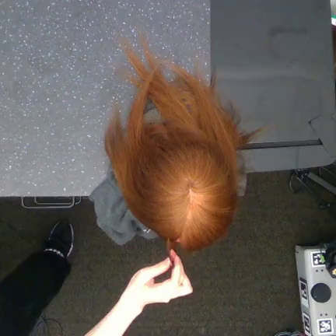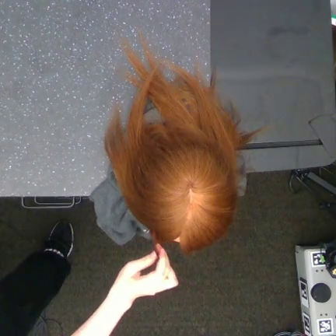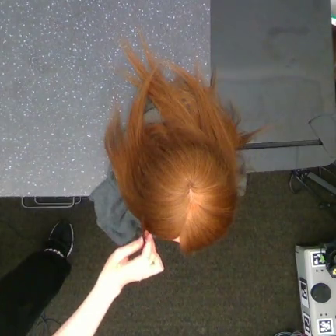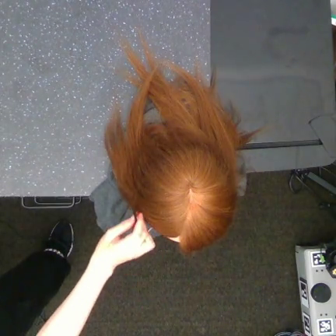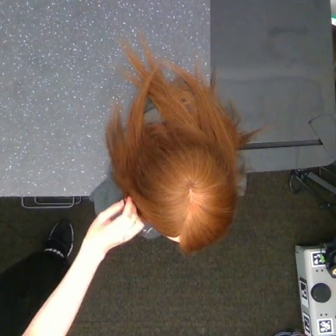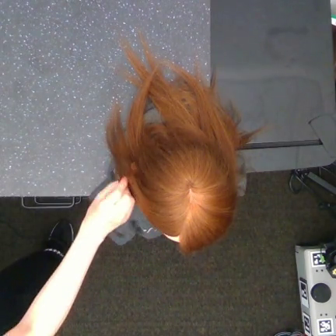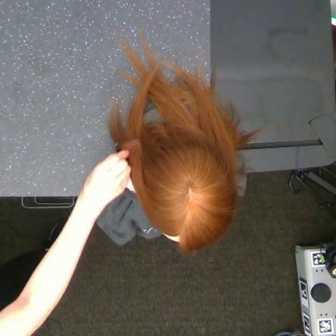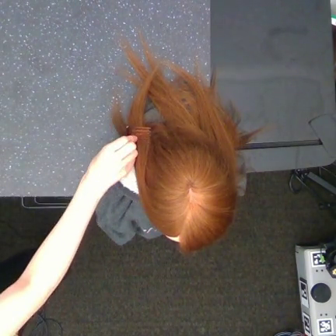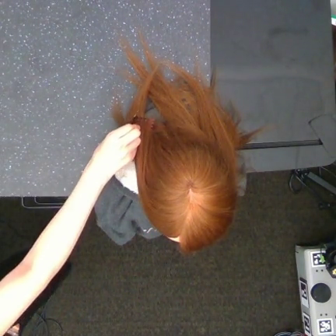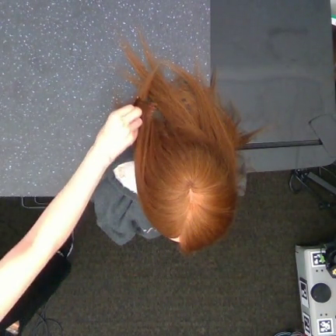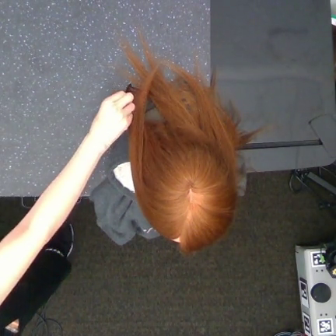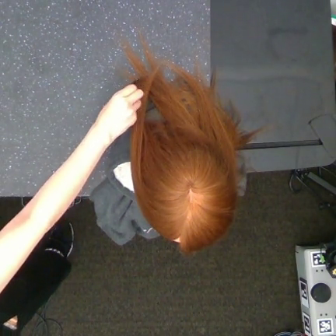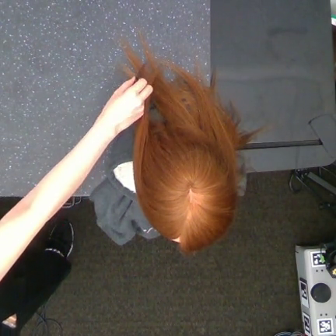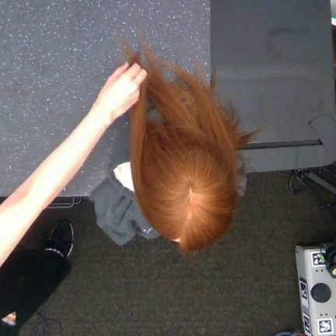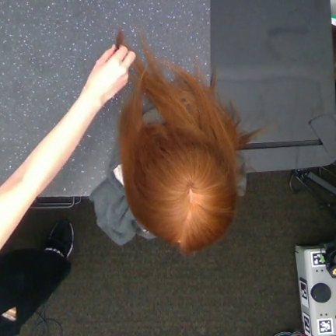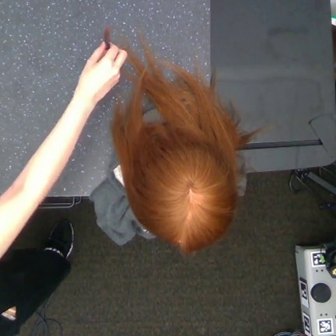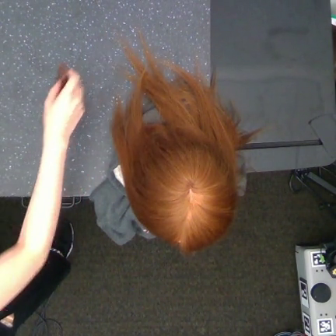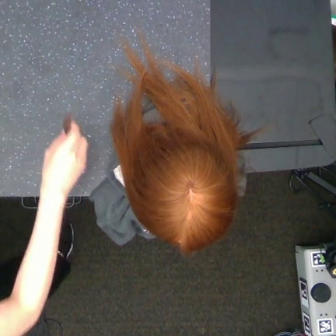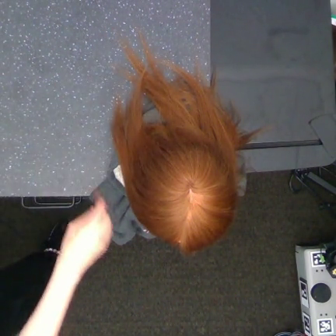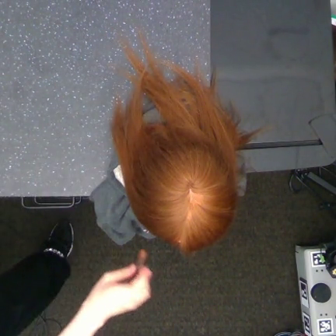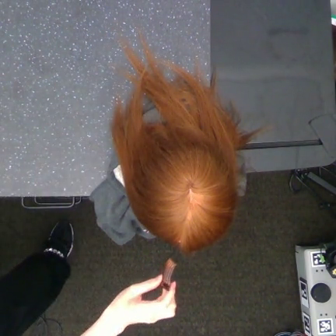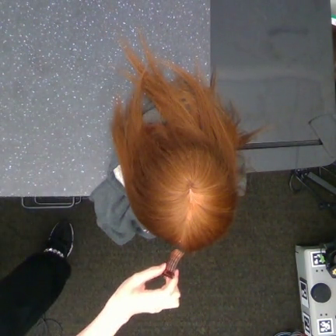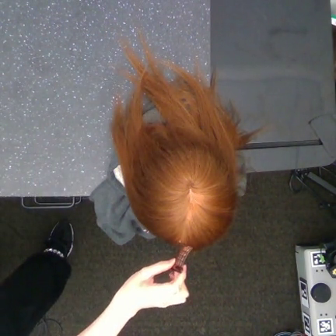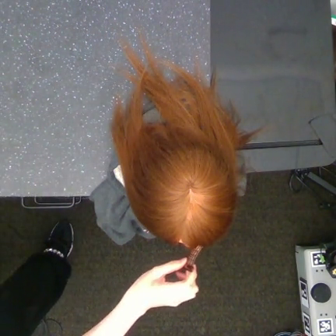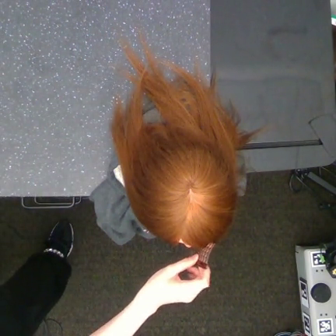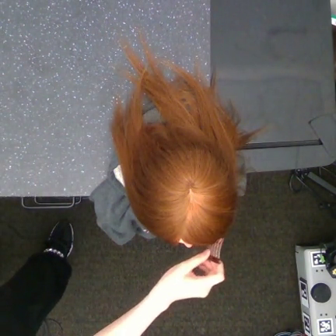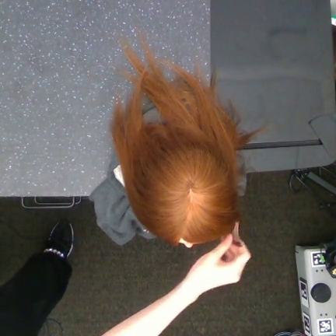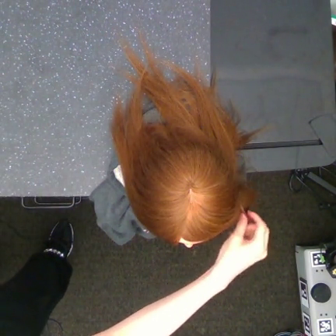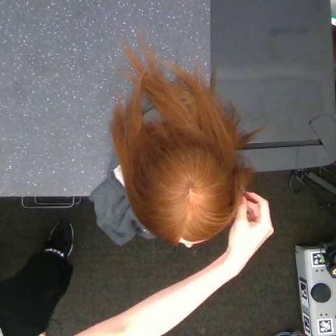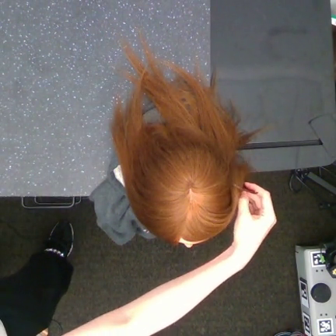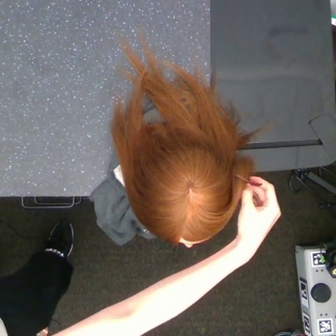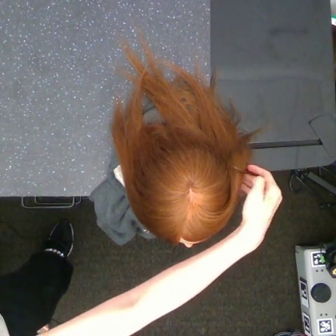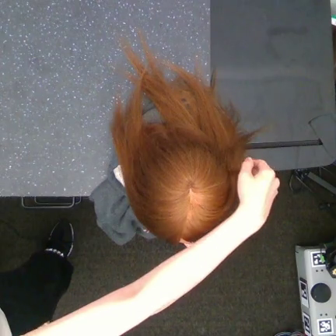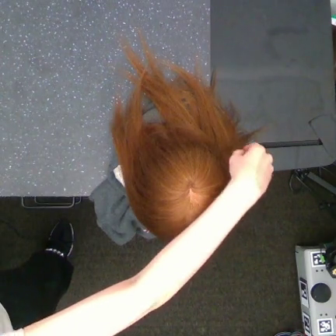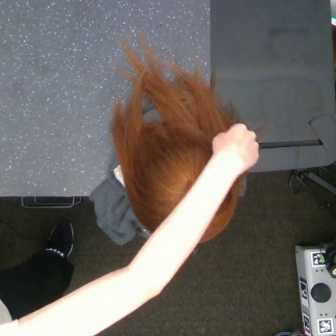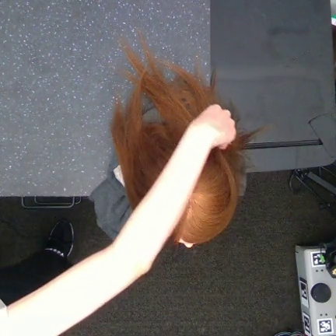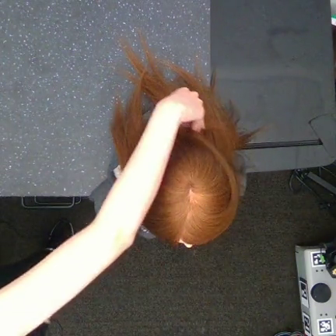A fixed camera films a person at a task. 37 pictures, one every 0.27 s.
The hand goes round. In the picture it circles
counterclockwise.
0.00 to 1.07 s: The hand goes upward and to the left.
1.07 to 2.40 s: The hand goes upward.
2.40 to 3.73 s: The hand goes upward.
3.73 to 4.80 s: The hand goes downward.
4.80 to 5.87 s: The hand goes downward and to the right, then upward.
5.87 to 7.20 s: The hand goes to the right and upward.
7.20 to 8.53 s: The hand goes upward.
8.53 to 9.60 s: The hand goes upward and to the left.
In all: It circles counterclockwise, turning through about 360 degrees.
Task: part hair.
Motion: move upward and to the left, move downward and to the right, then make a half circular motion counter-clockwise.
